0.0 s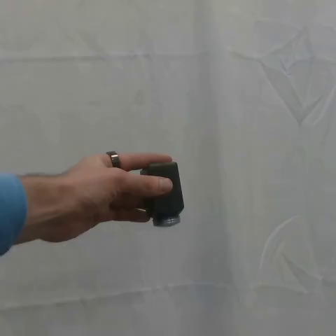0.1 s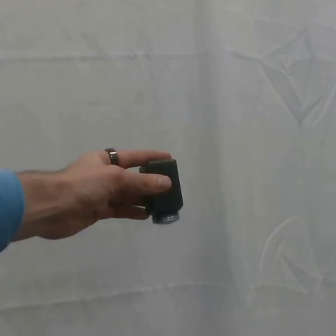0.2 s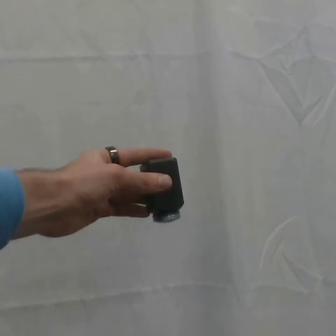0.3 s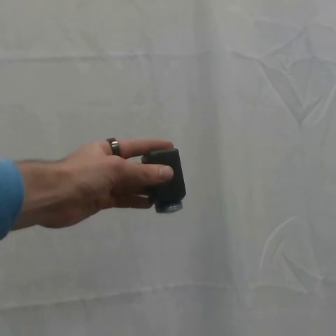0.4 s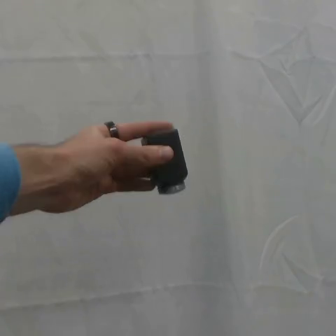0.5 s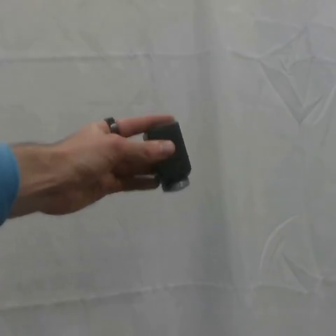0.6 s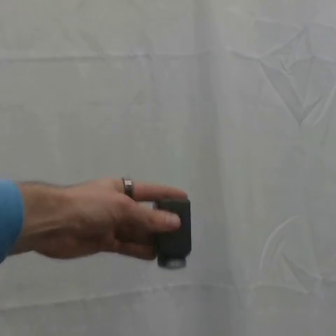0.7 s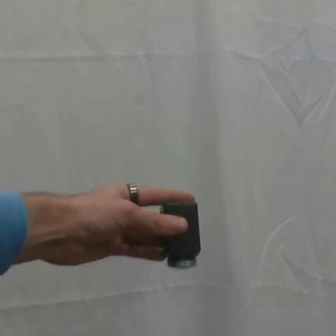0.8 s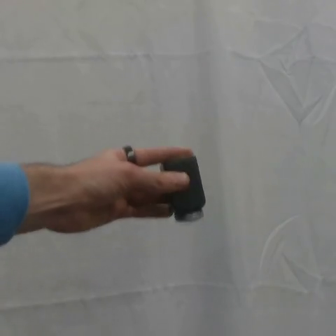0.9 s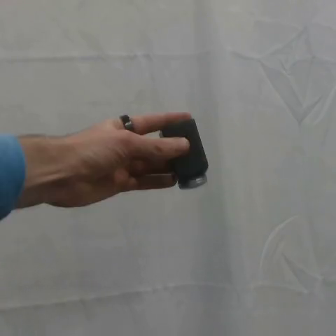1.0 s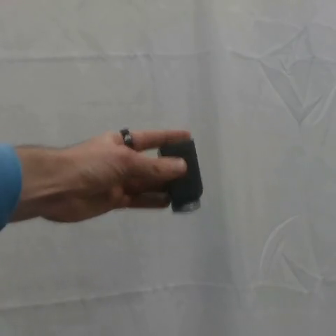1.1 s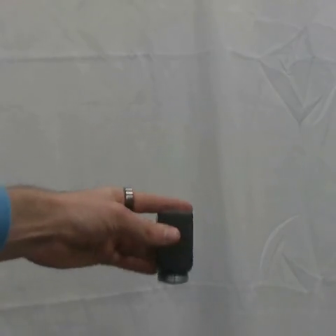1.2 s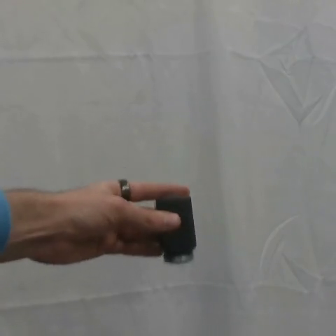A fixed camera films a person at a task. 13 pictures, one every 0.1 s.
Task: shake the salt shaker.
Motion: move up and down two times.
0.0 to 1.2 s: The hand goes downward.
